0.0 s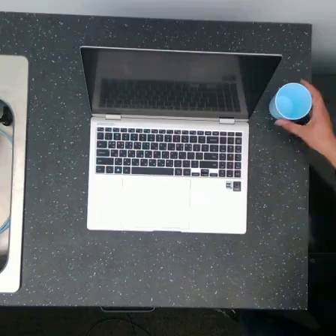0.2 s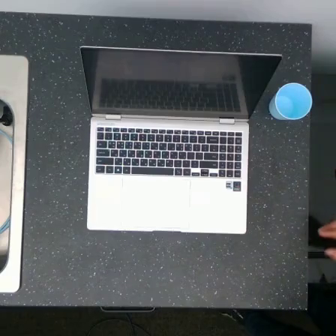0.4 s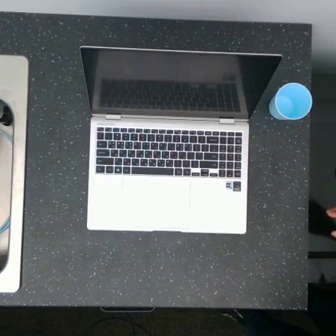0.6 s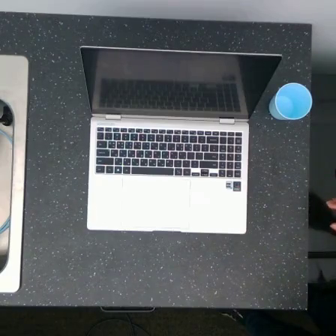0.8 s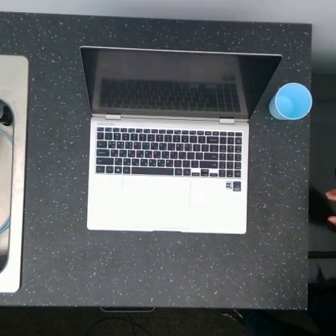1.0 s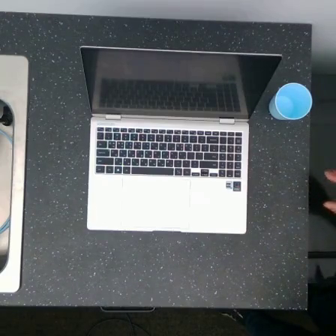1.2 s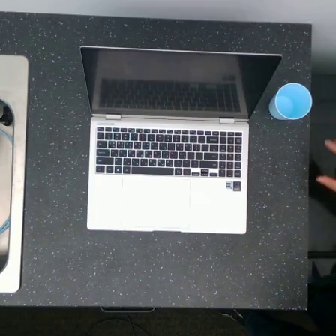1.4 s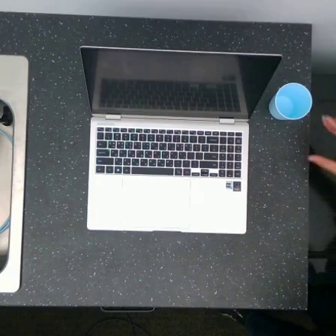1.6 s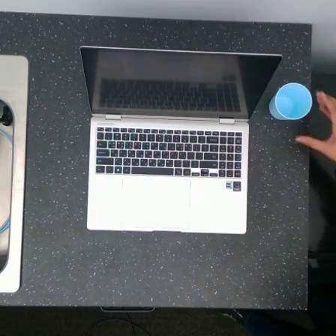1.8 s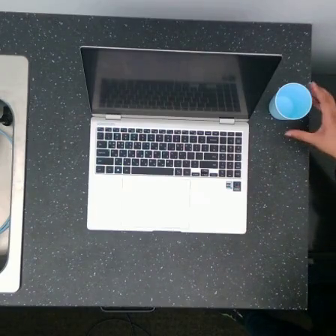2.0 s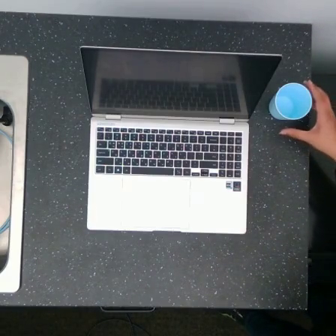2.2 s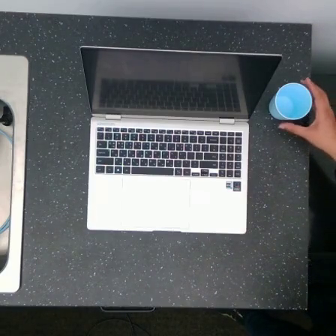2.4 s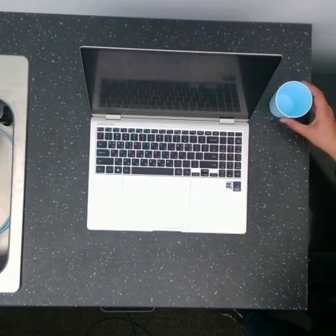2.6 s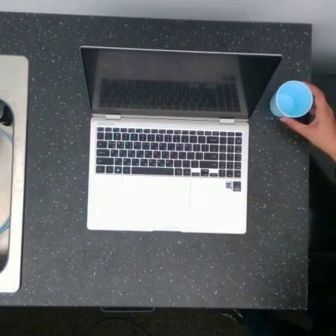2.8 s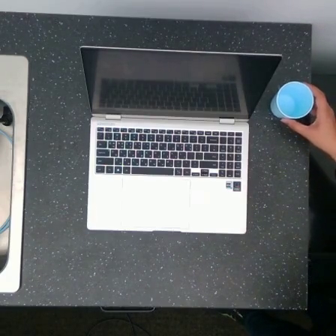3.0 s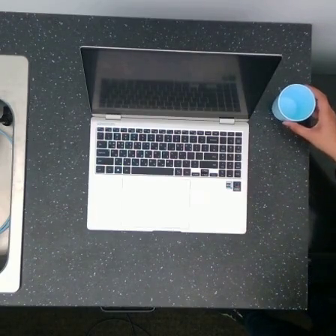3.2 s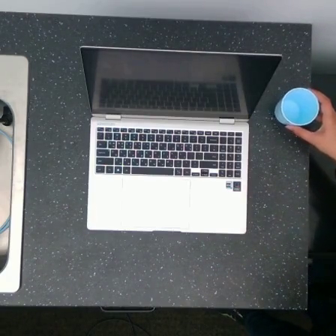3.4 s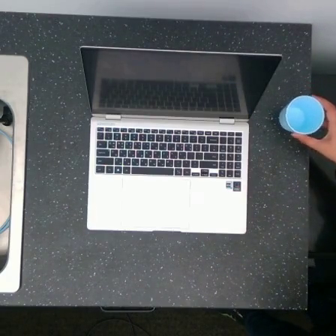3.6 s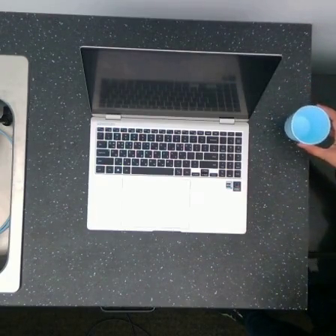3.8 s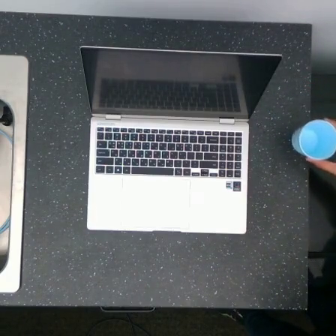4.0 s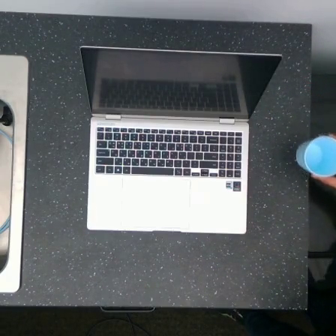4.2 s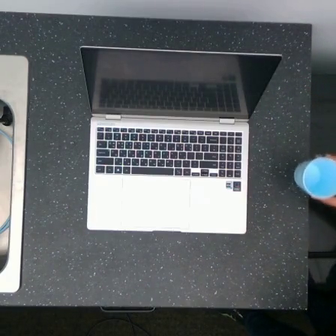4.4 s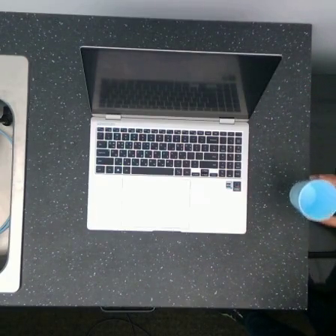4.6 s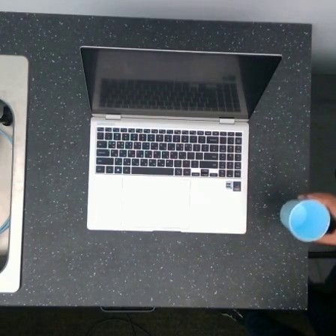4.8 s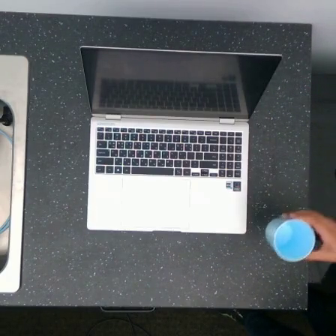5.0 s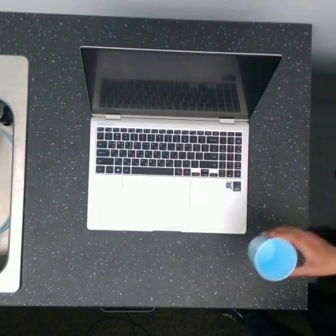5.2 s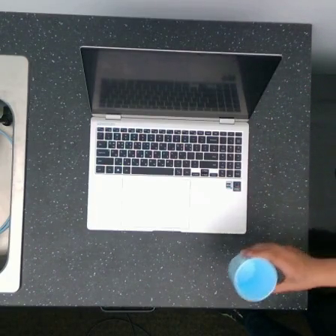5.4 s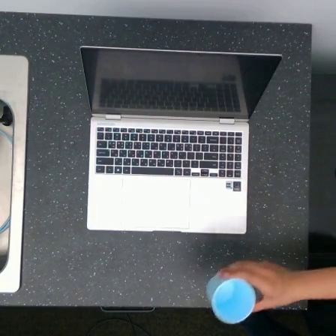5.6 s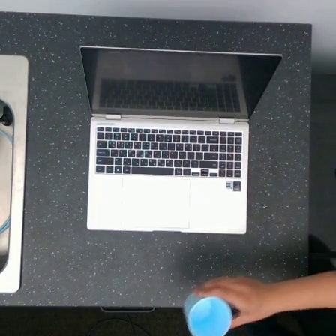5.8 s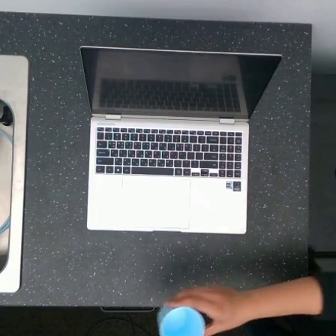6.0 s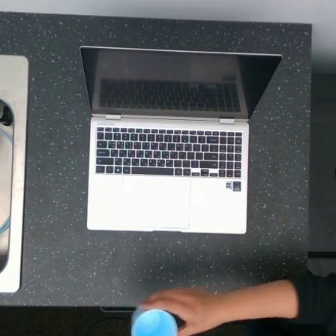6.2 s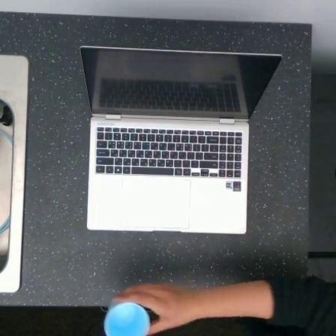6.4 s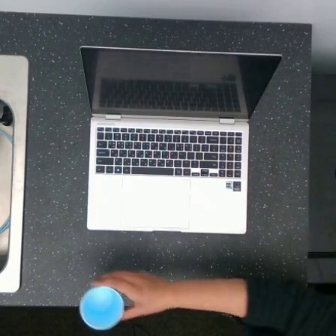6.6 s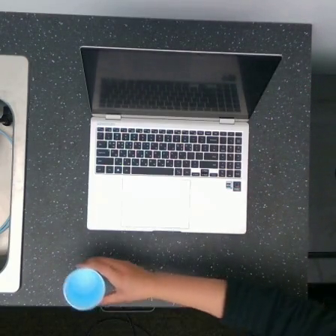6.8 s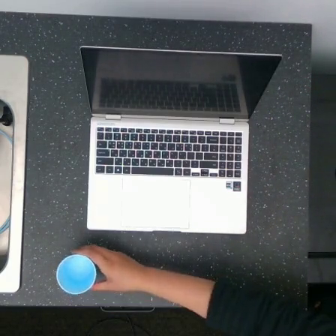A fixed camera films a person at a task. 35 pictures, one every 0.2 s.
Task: pick up the cup and place it to the lower left of the laptop.
Motion: move downward, then move to the left following a convex curve.
0.0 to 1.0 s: The hand stays where it is.
1.0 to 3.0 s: The hand moves only a little.
3.0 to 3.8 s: The hand goes downward.
3.8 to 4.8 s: The hand goes downward.
4.8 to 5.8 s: The hand goes to the left and downward.
5.8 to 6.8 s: The hand goes to the left and upward.
